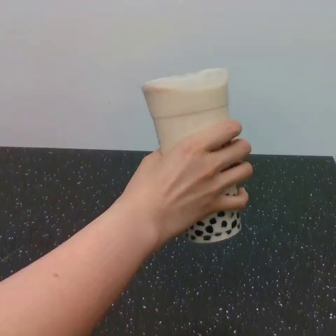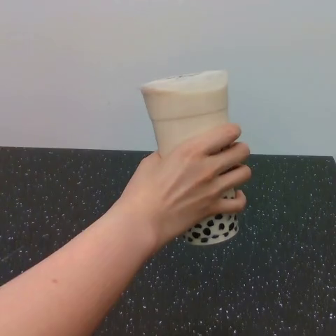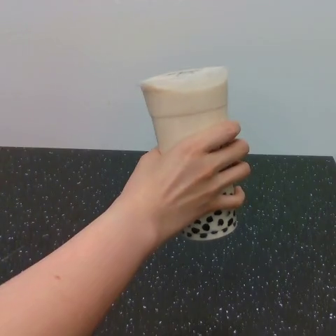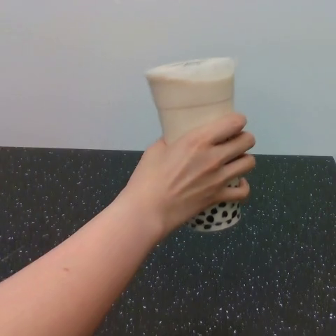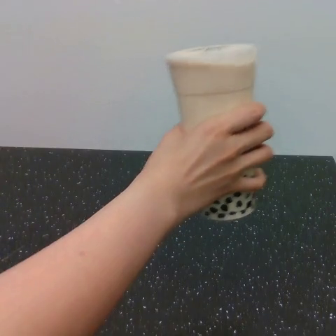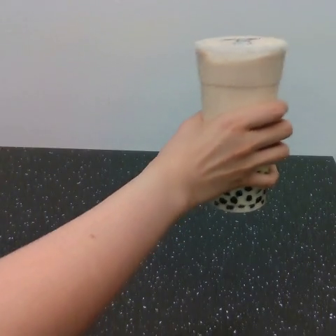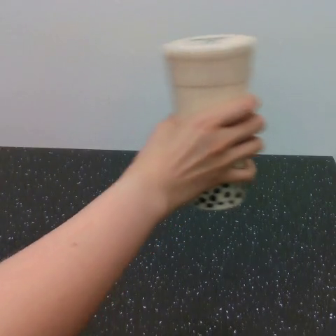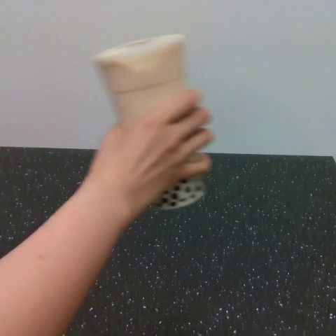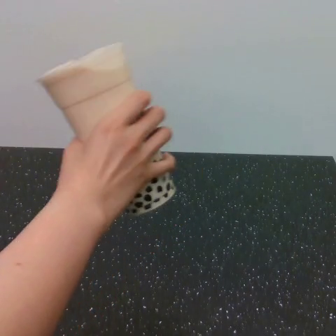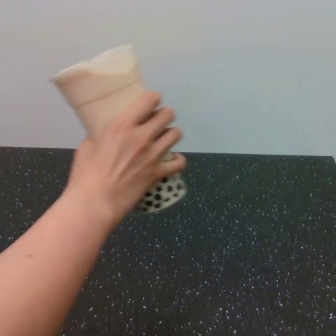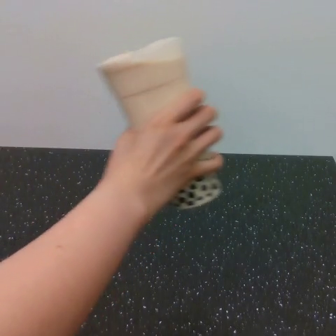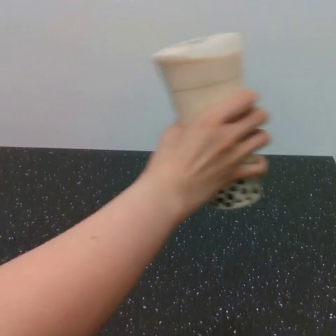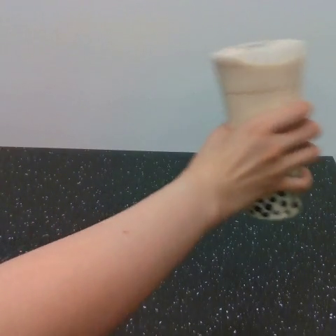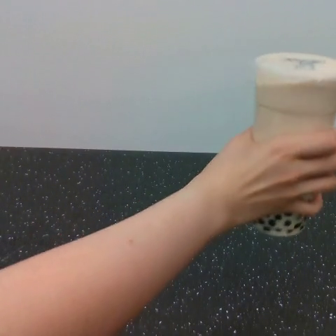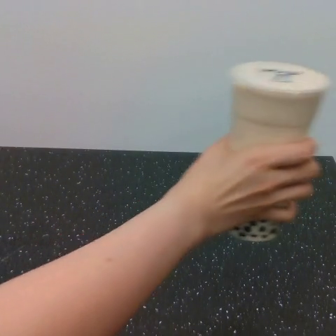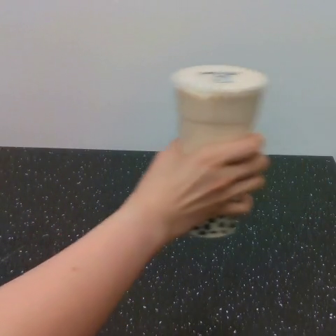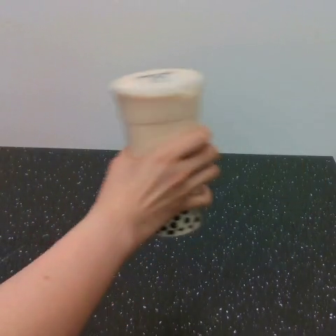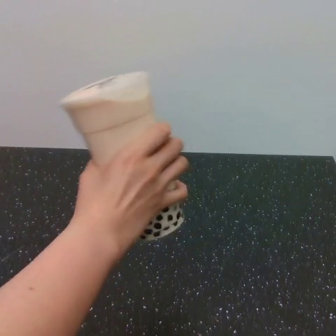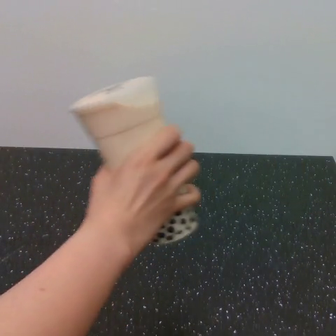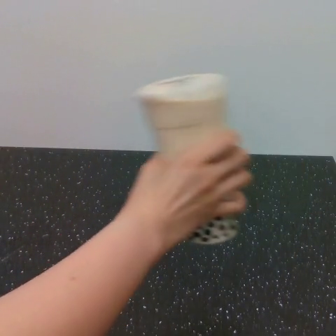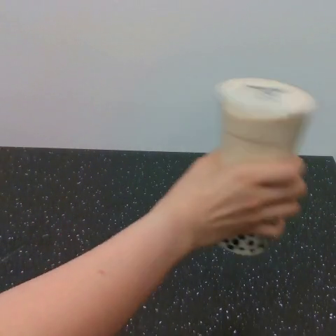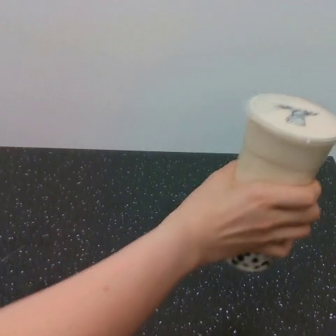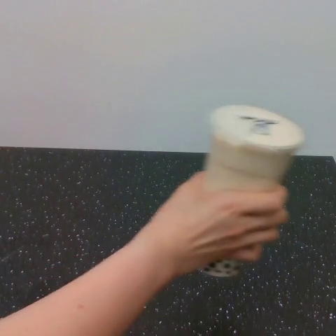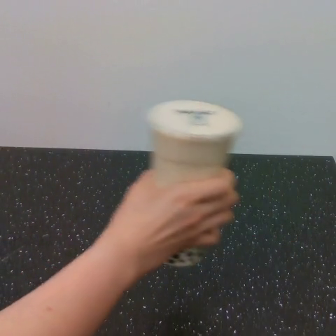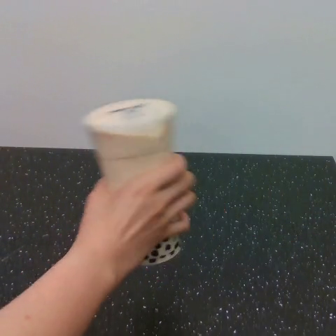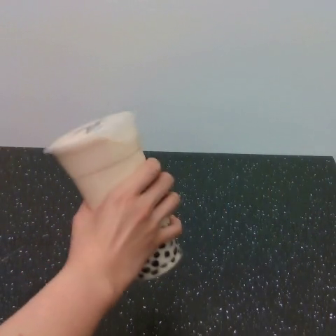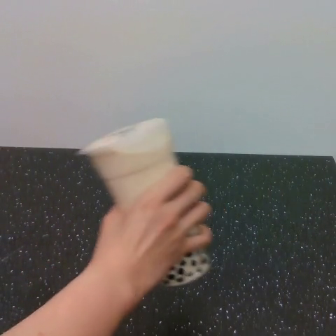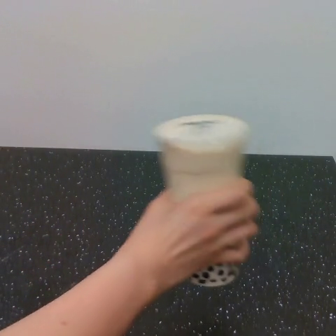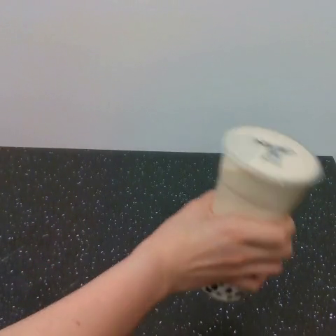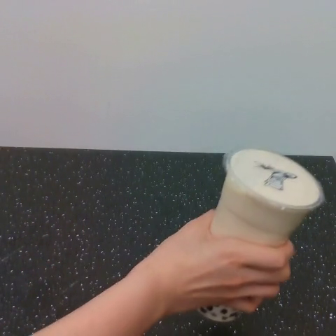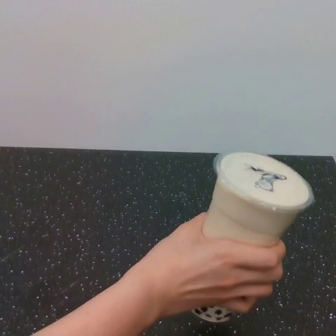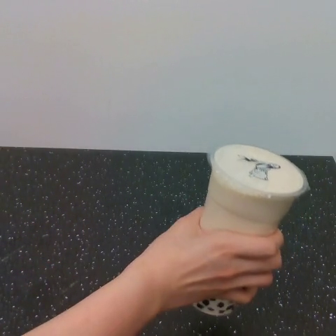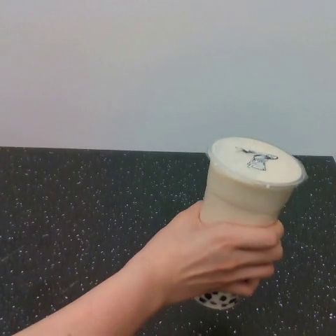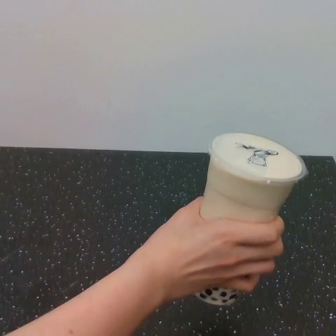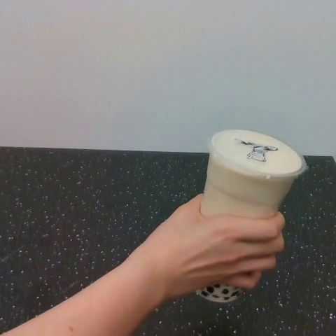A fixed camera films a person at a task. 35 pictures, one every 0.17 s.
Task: shake the boba.
Motion: move to the right and move to the left, repeating this sequence 4 times.
0.00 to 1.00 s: The hand goes to the right and upward, then to the left.
1.00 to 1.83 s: The hand goes to the left, then to the right.
1.83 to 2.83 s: The hand goes to the left.
2.83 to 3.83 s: The hand goes to the right, then to the left.
3.83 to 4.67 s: The hand goes to the right and downward.
4.67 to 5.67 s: The hand goes downward, then upward, on a clockwise arc.
